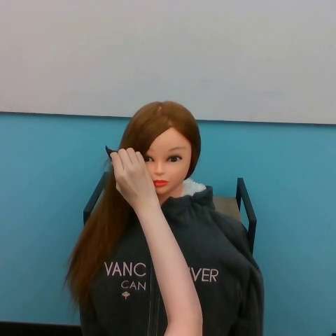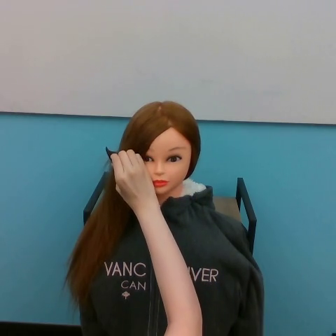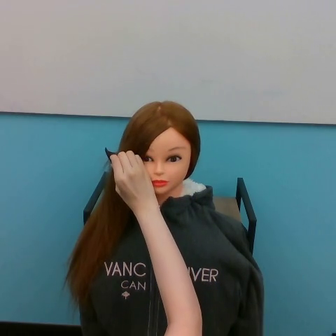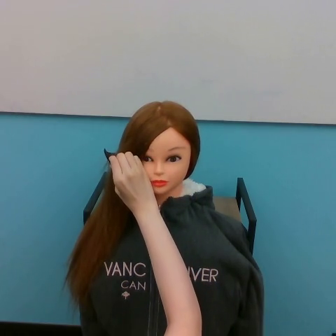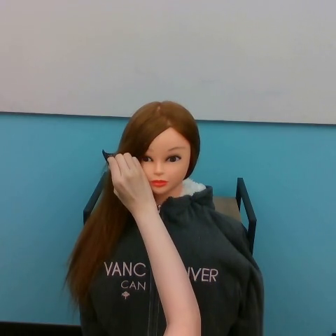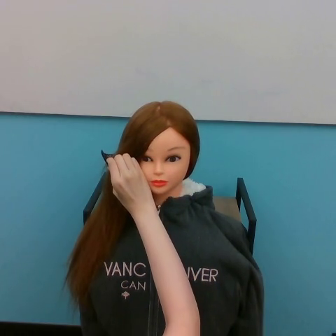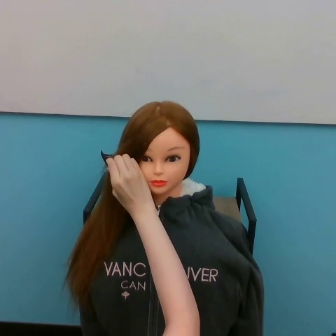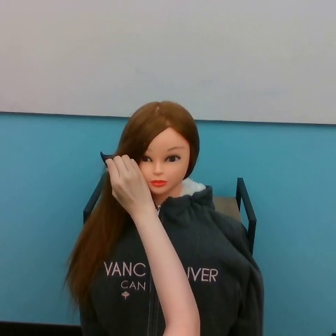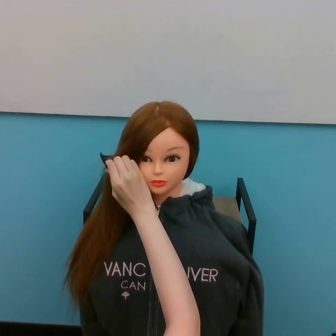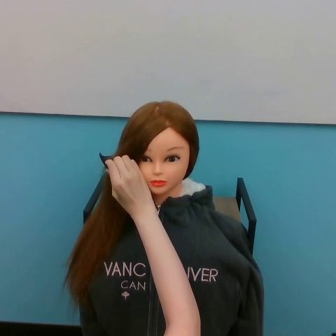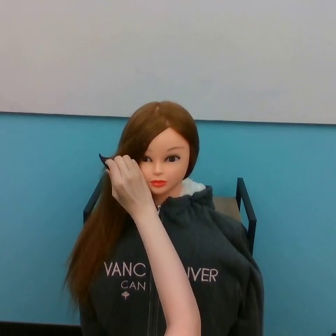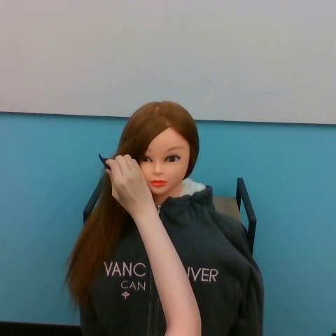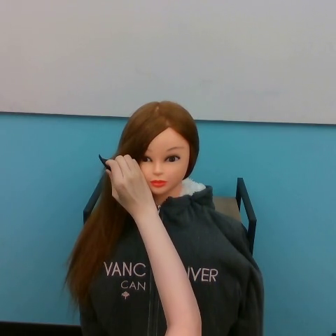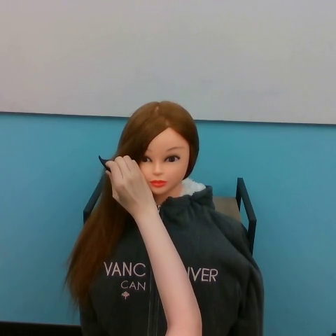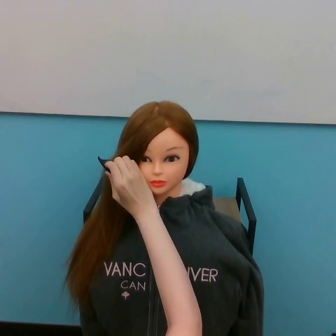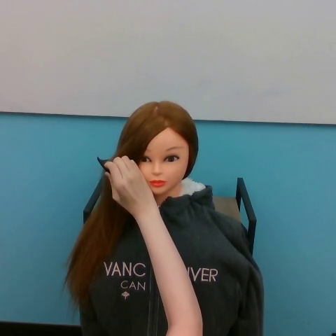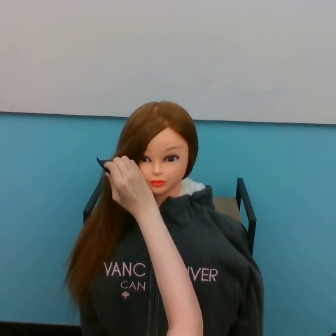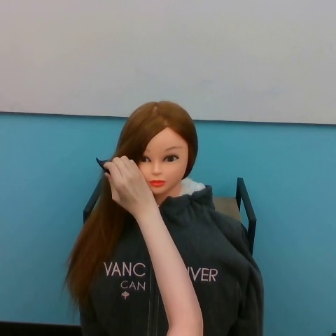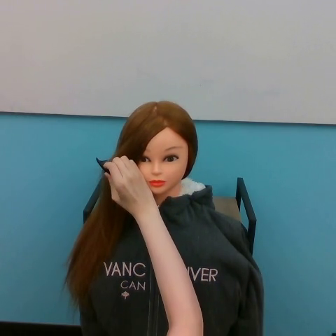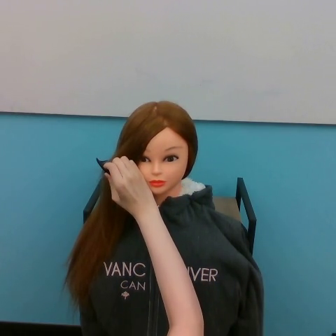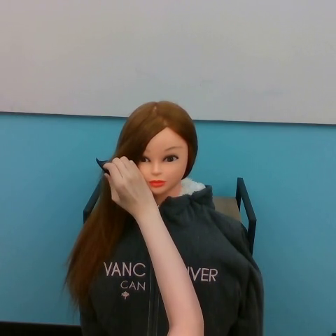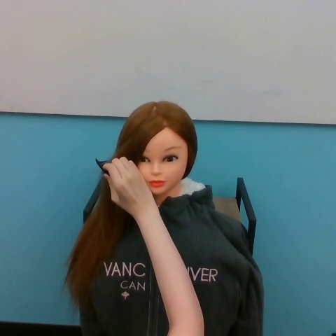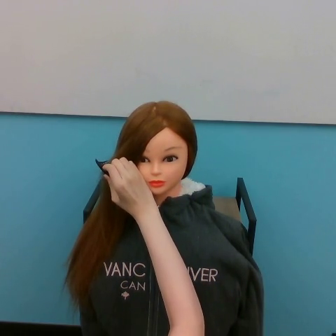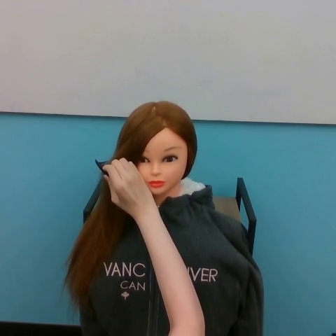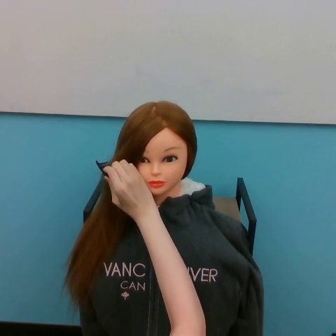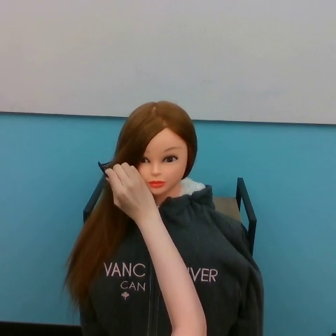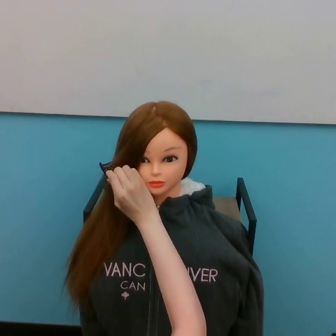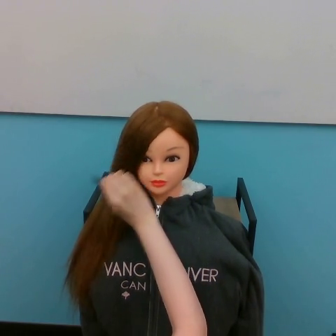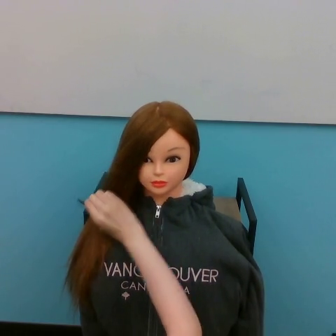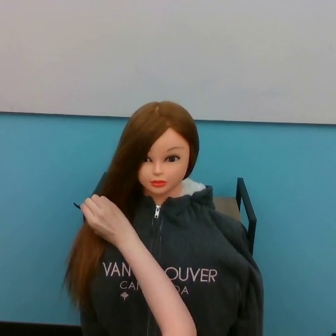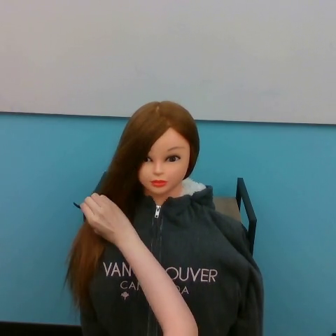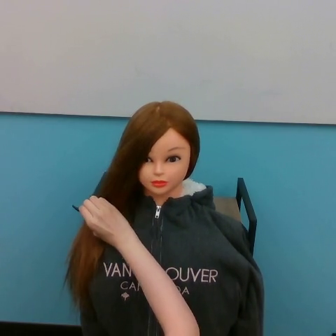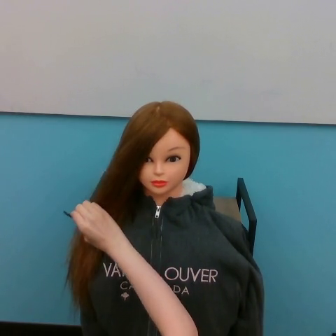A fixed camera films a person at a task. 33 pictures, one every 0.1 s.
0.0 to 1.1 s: The hand moves only a little.
1.1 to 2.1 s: The hand stays where it is.
2.1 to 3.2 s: The hand goes downward and to the left.
Task: brush hair.
